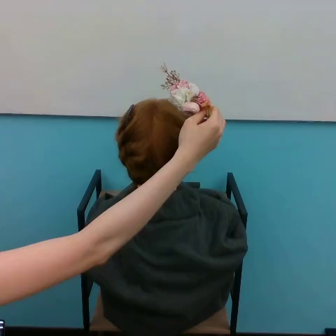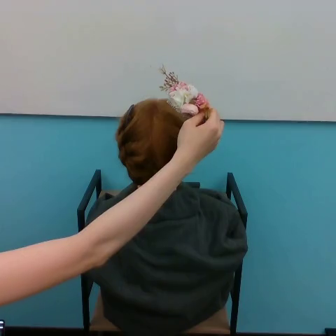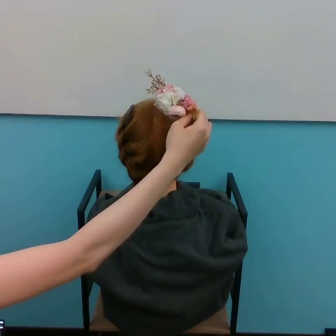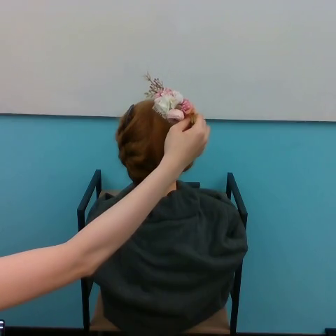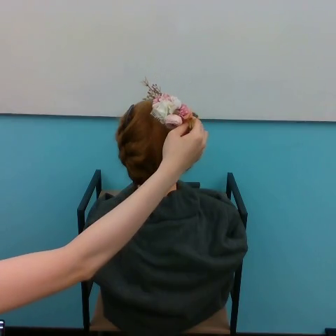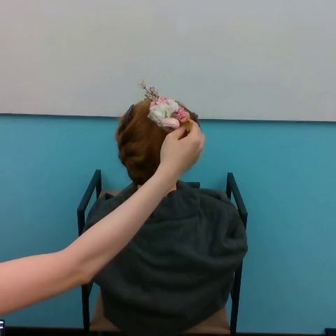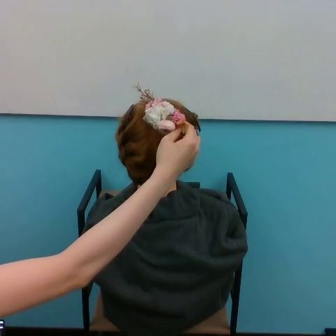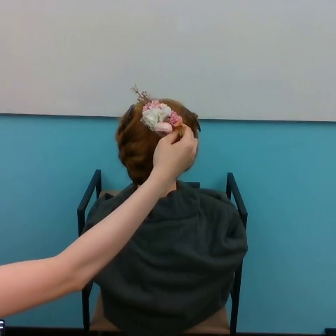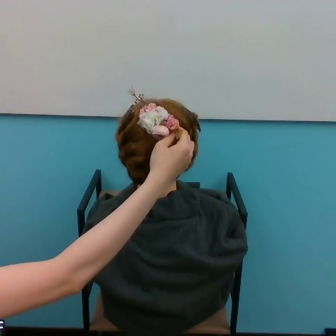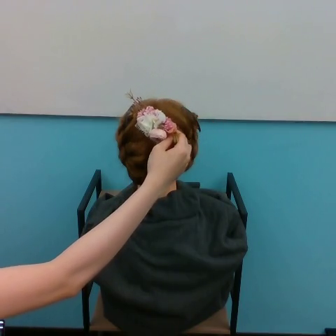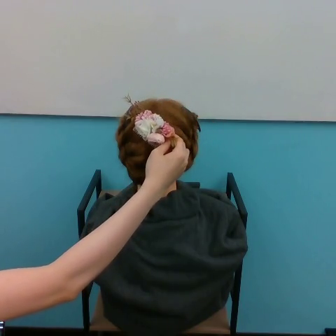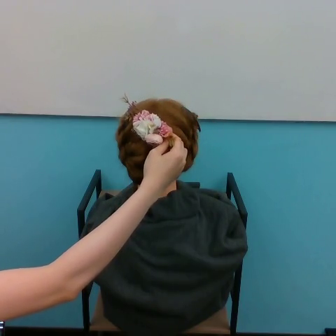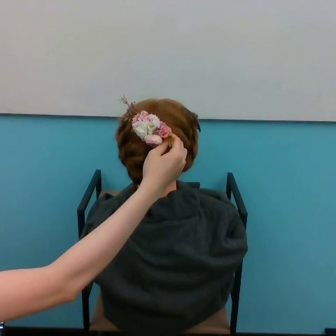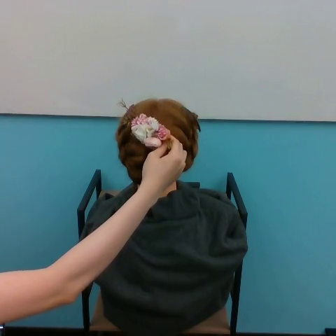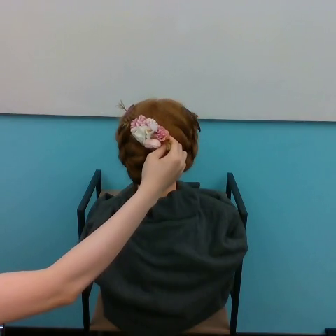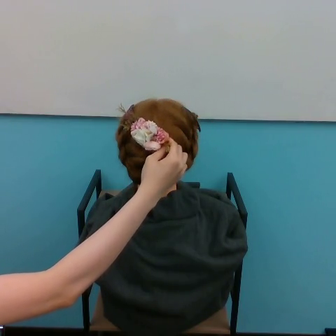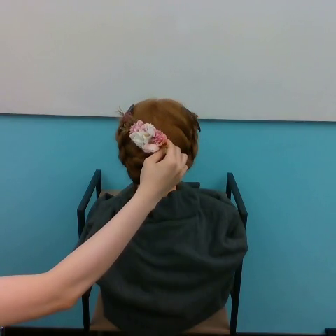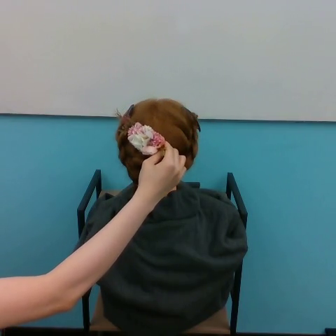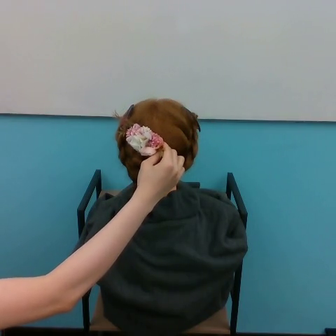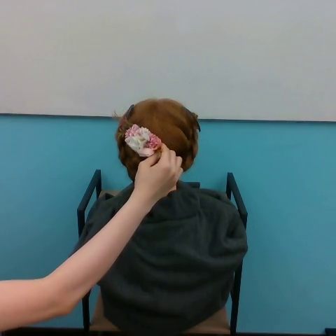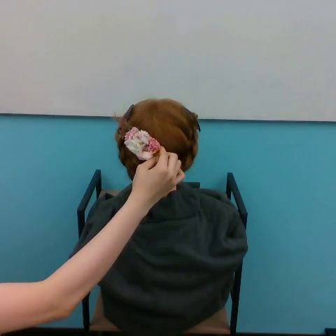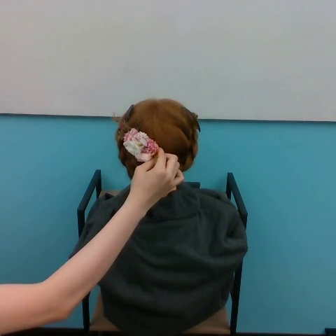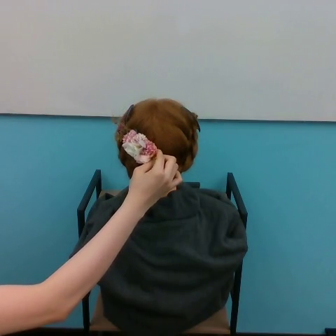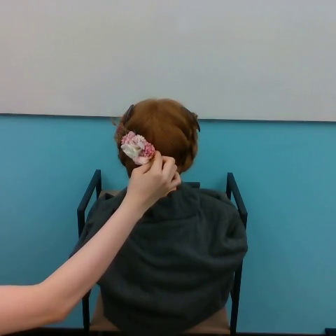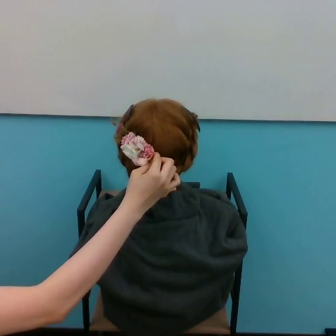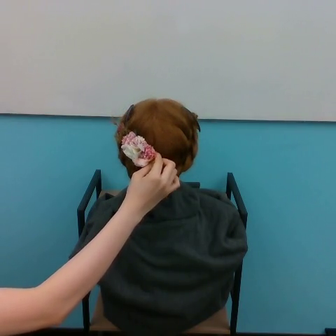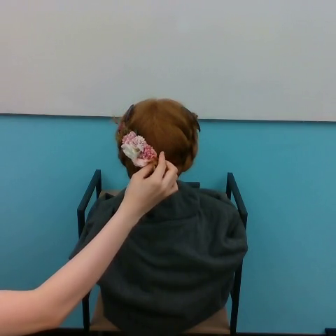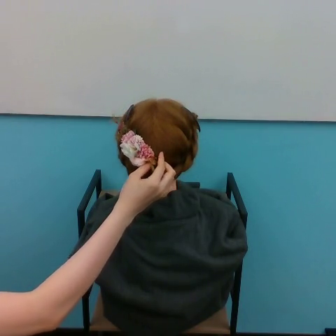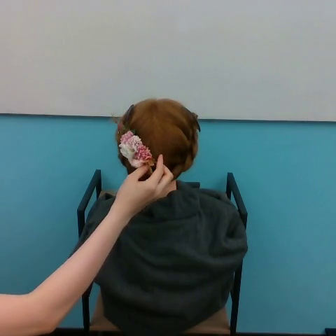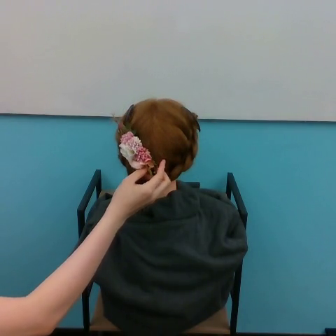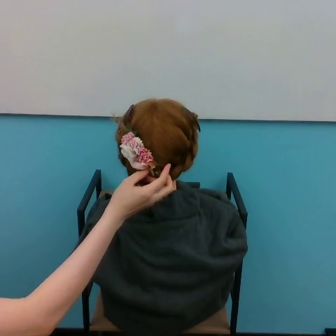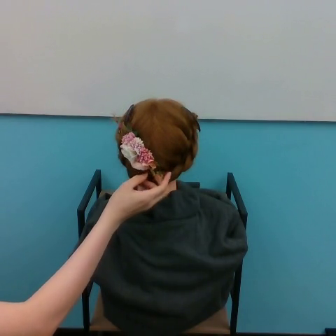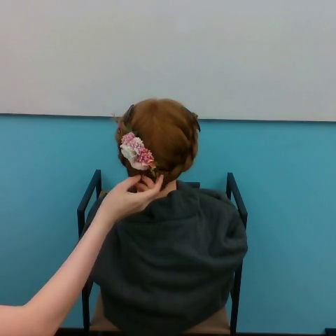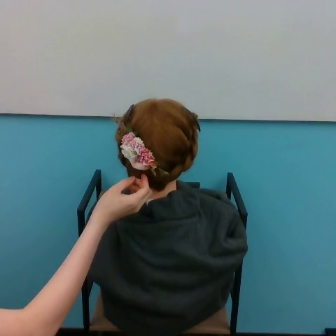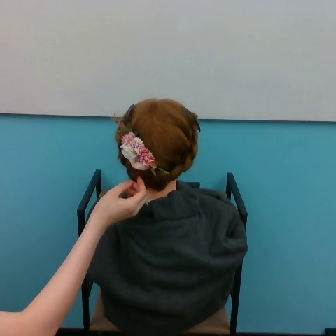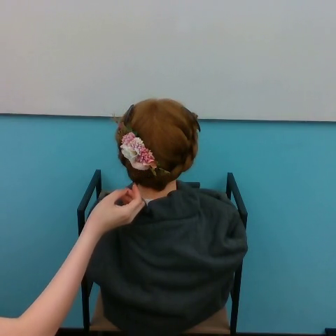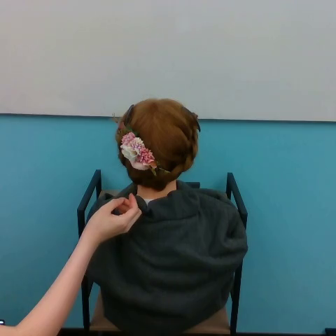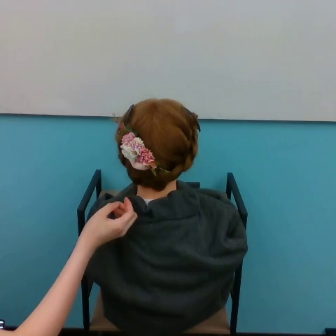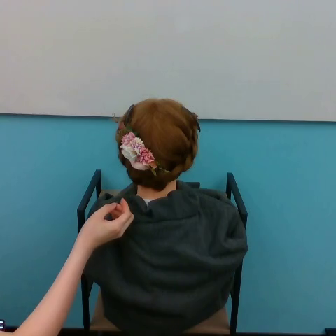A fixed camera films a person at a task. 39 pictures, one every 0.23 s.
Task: tuck flower in hair.
Motion: move downward and to the left.
0.00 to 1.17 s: The hand goes to the left and downward.
1.17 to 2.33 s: The hand goes downward.
2.33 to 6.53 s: The hand goes downward and to the left.
6.53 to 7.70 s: The hand goes to the left.
7.70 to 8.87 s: The hand goes downward and to the left.
